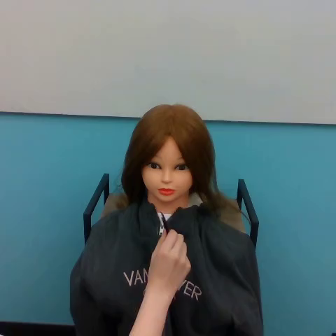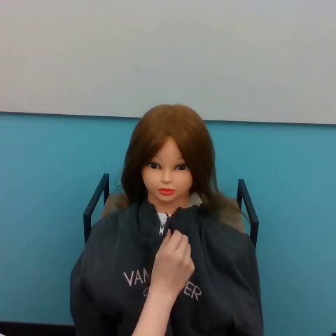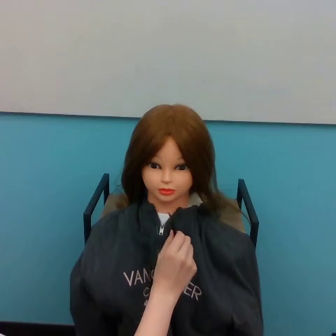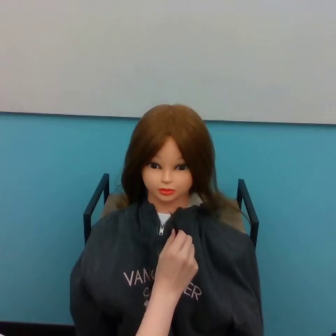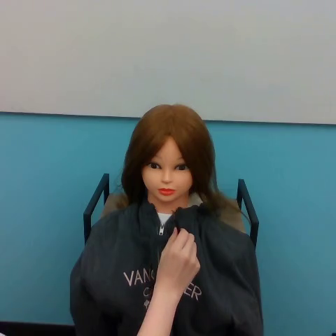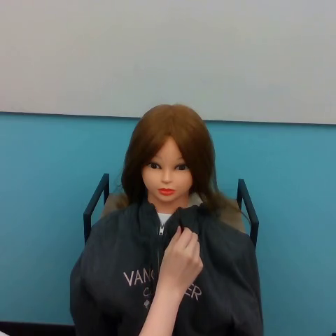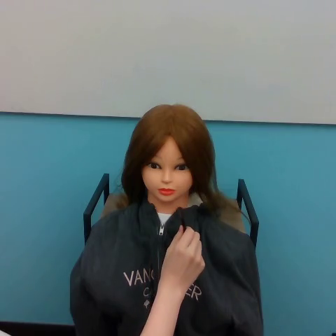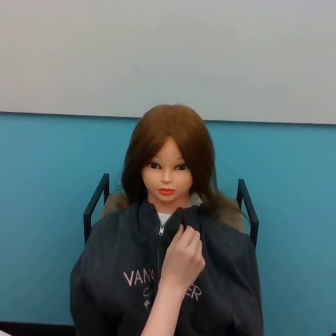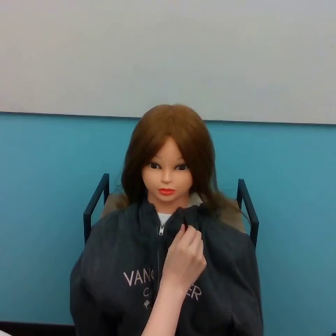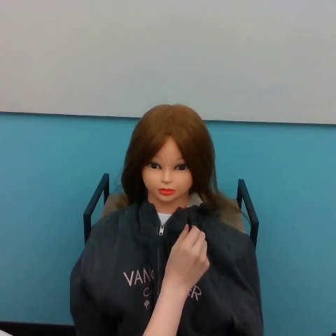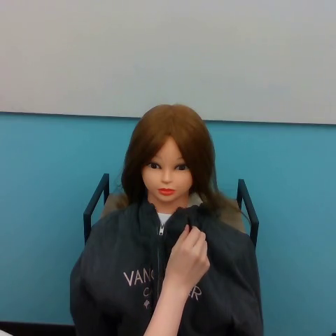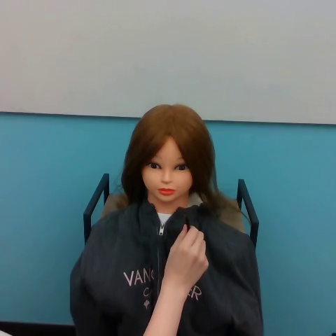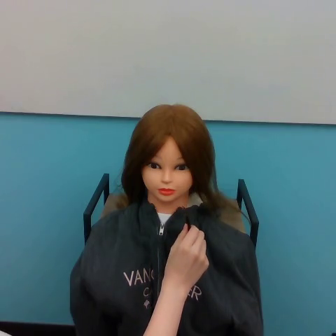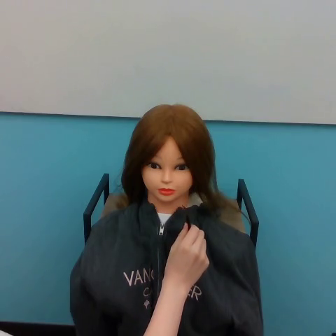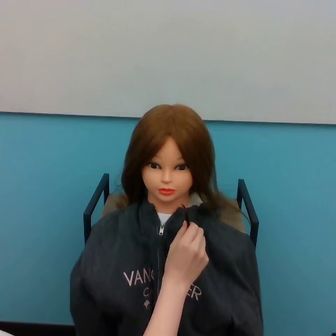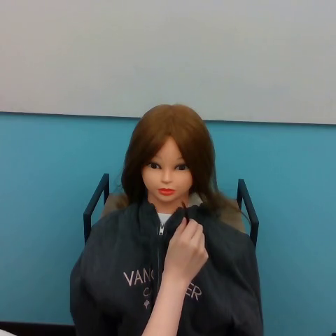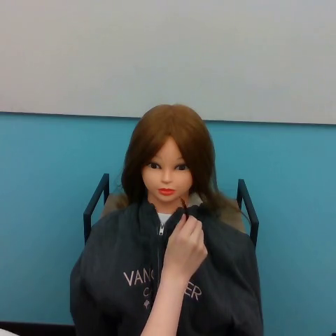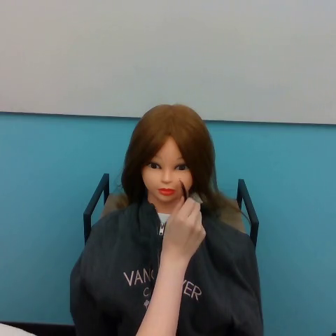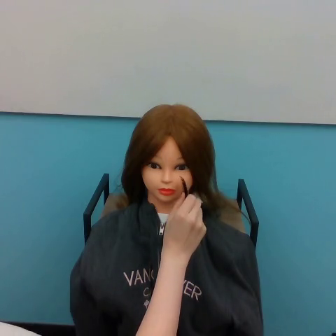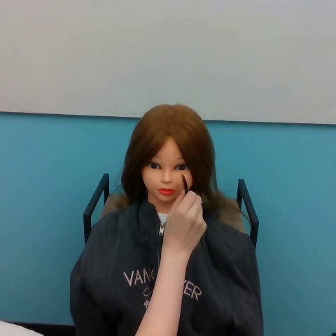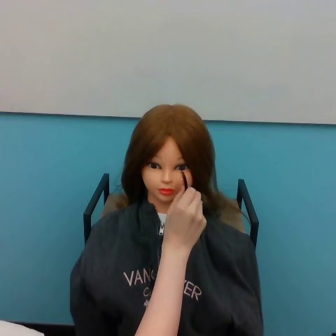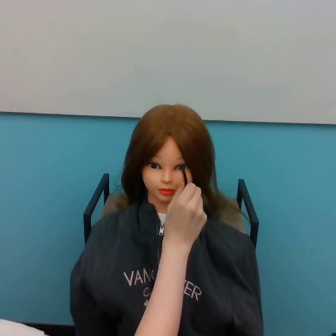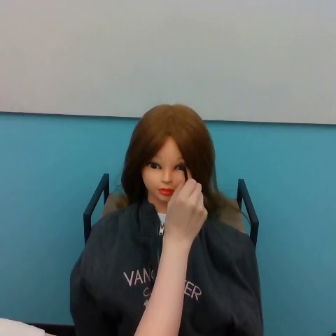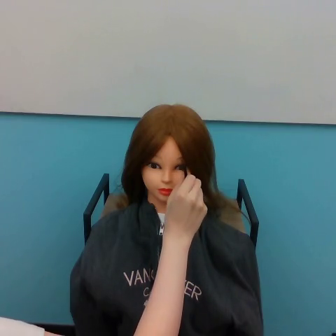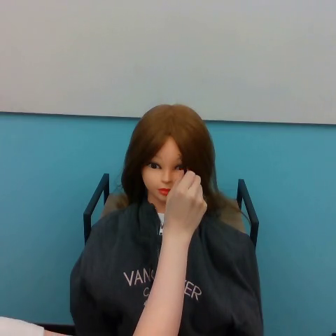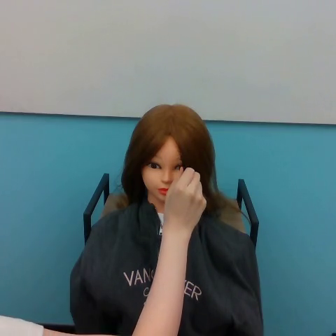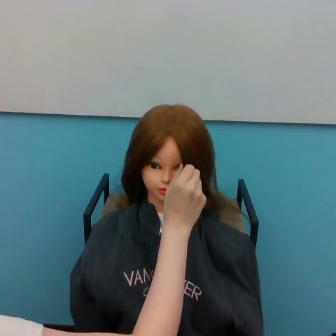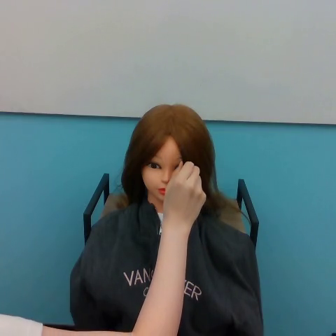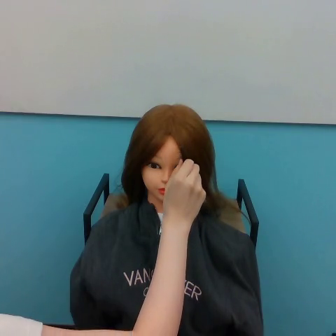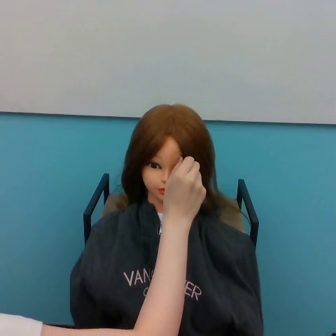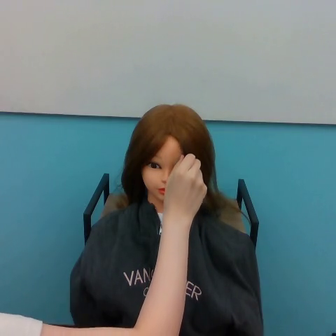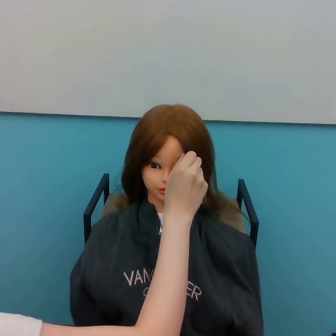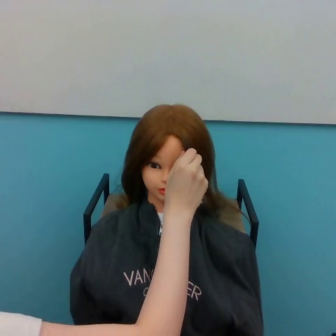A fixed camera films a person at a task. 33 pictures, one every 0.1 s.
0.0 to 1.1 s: The hand goes to the right.
1.1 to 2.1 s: The hand goes upward.
2.1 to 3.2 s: The hand goes upward.
Task: part hair.
